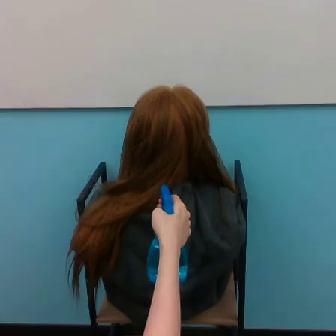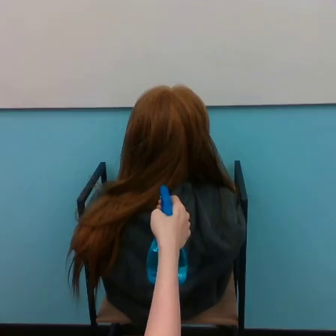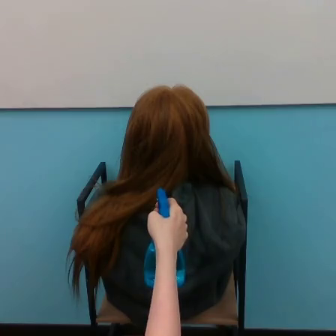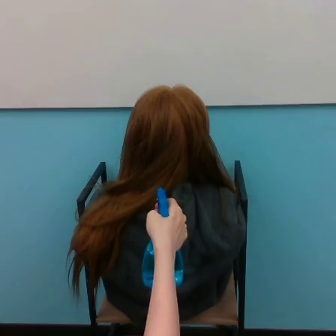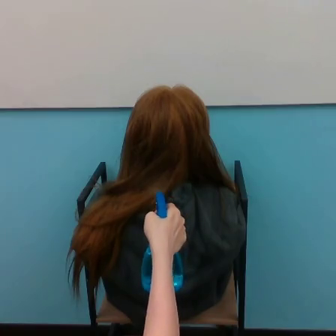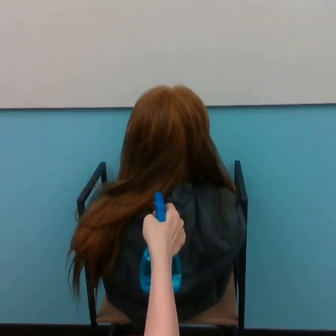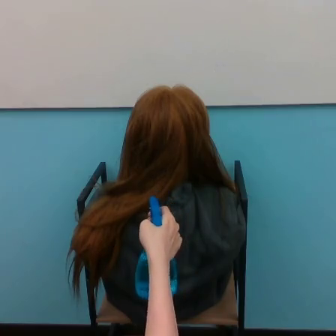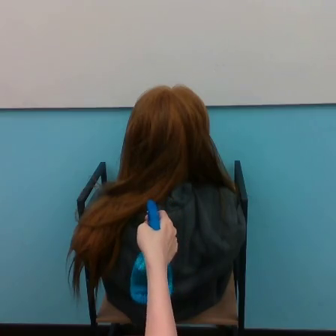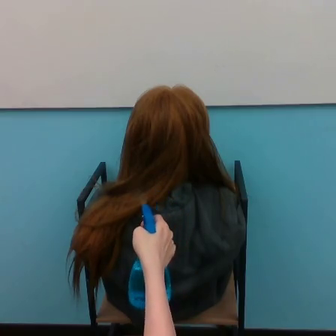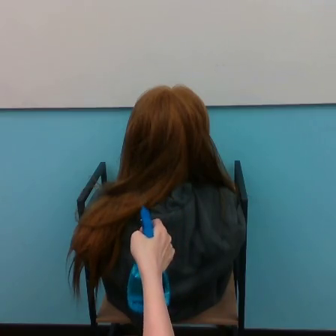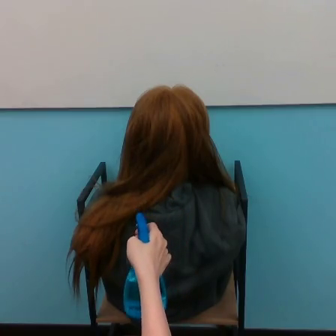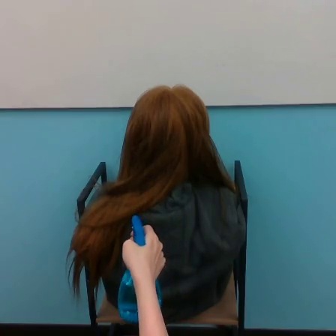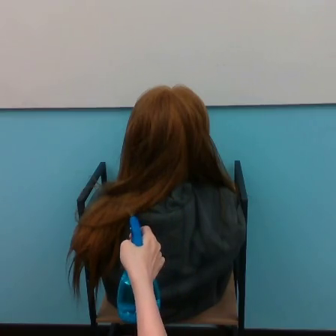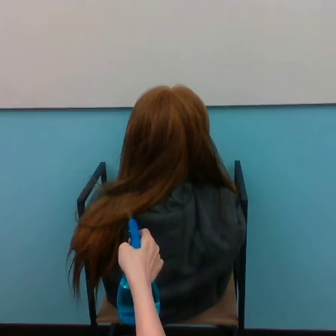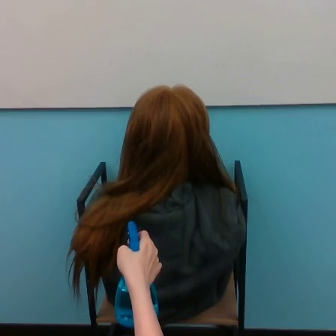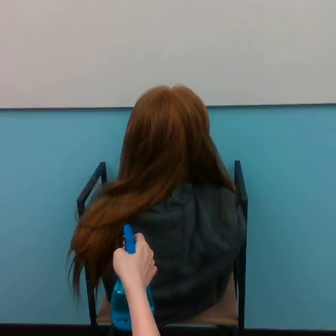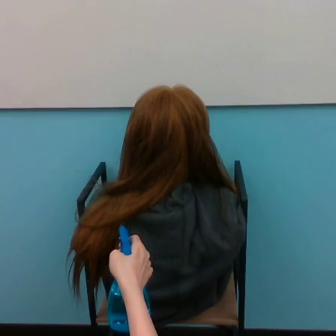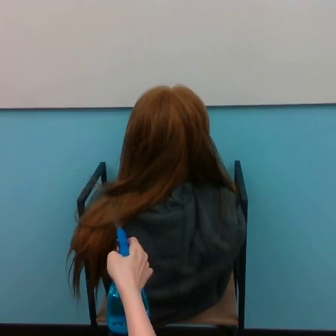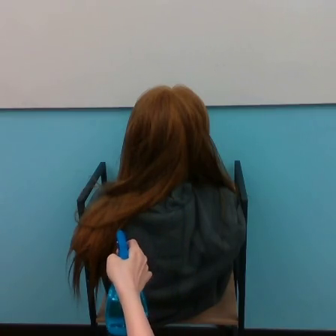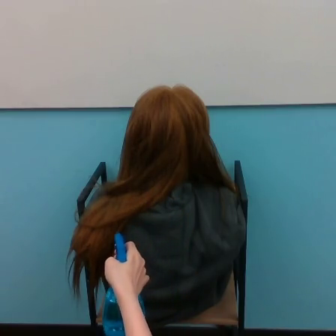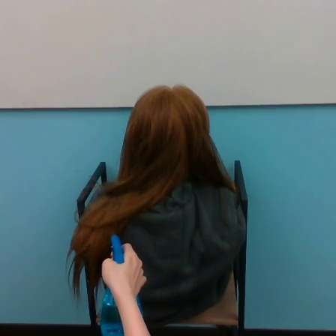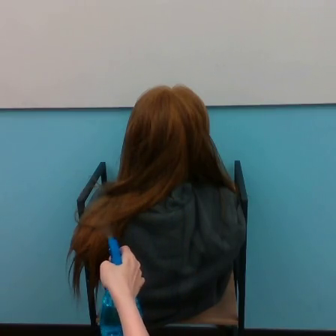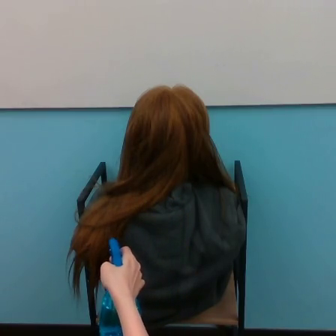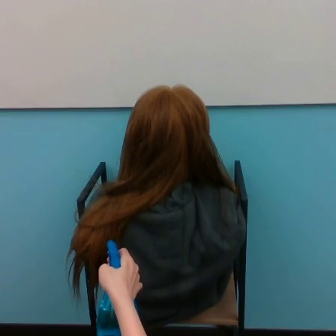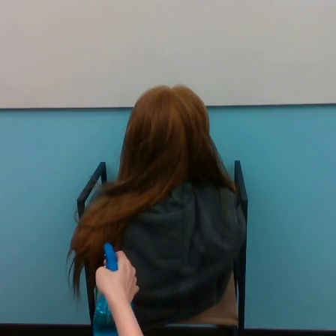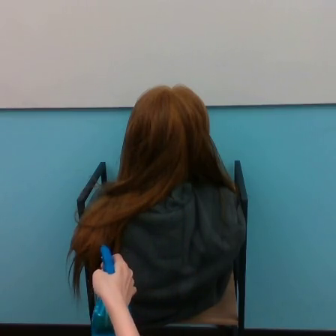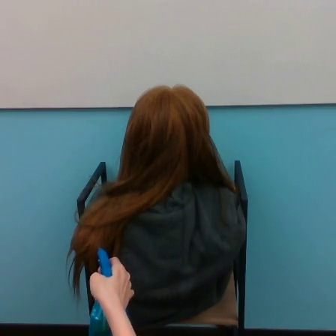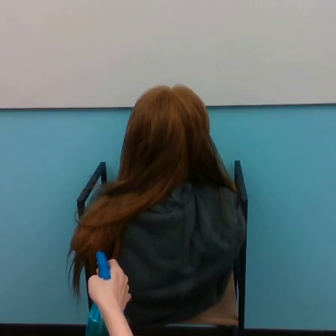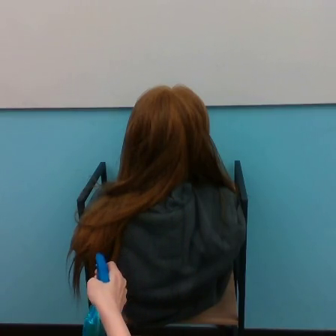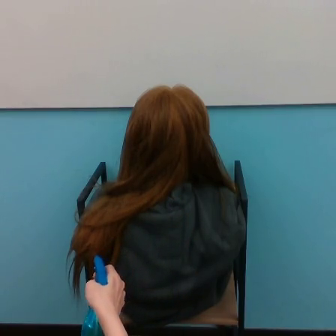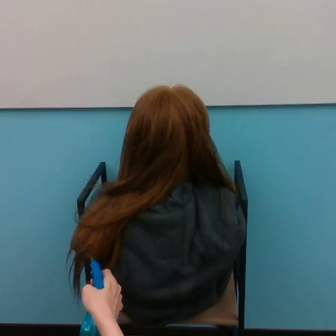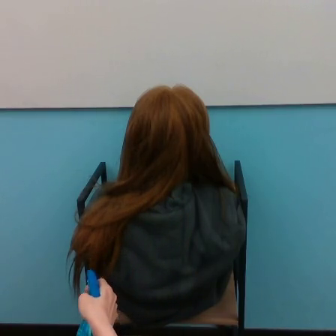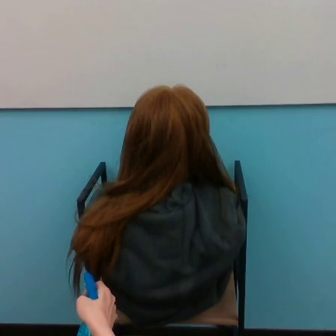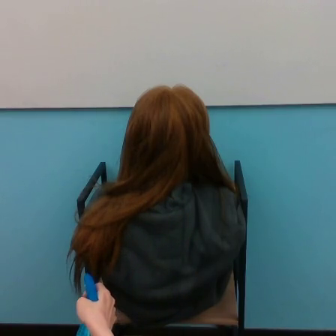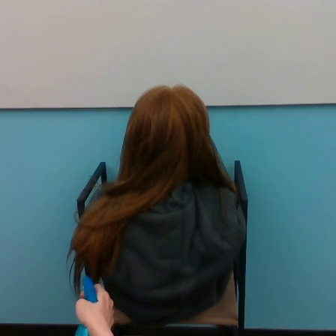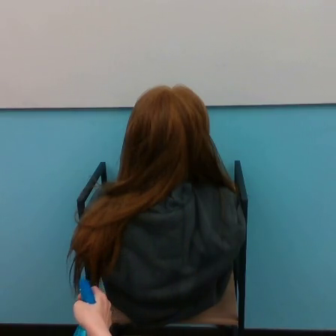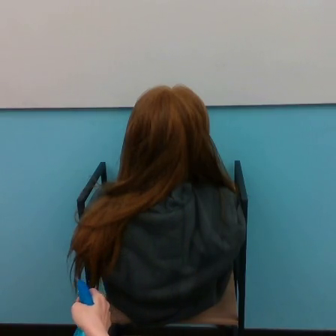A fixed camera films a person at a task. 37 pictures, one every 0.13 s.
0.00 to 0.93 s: The hand goes downward.
0.93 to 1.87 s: The hand goes downward and to the left.
1.87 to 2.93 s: The hand goes to the left and downward.
2.93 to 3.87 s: The hand goes to the left and downward.
3.87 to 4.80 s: The hand stays where it is.
Task: spray water on hair.
Motion: move downward and to the left.
